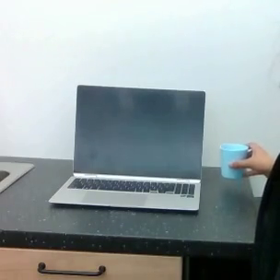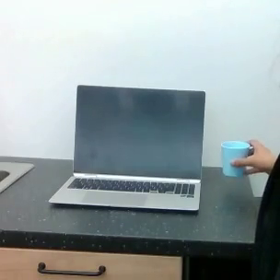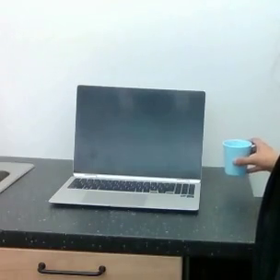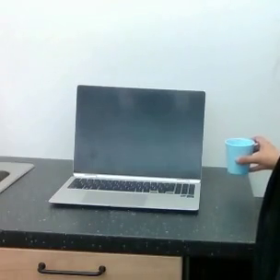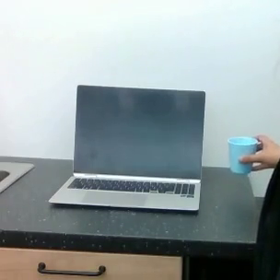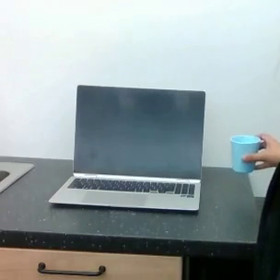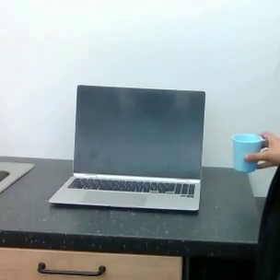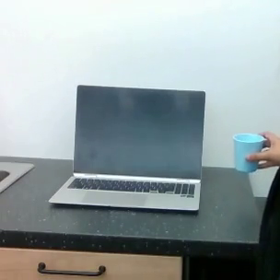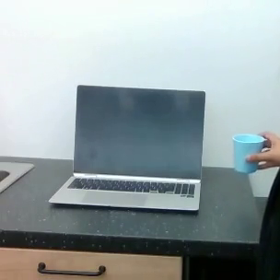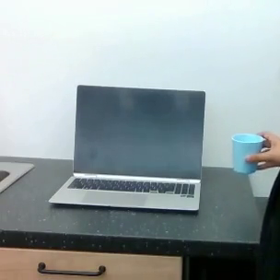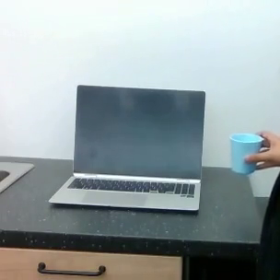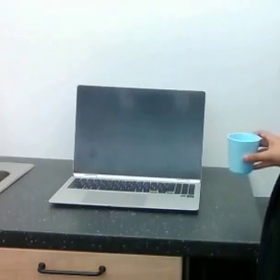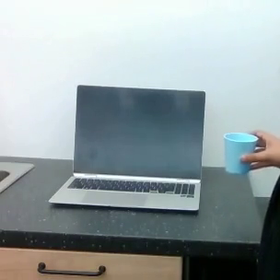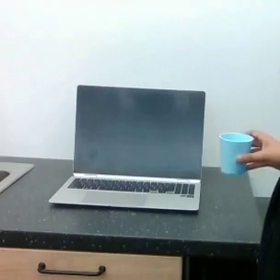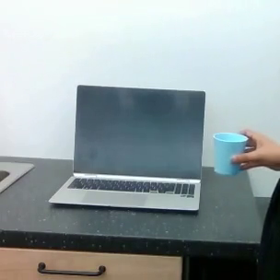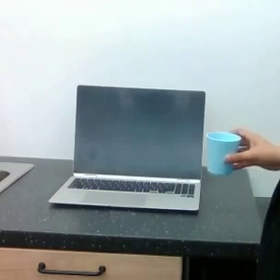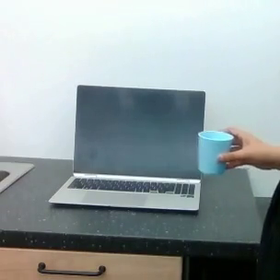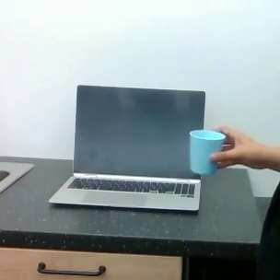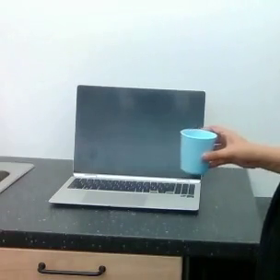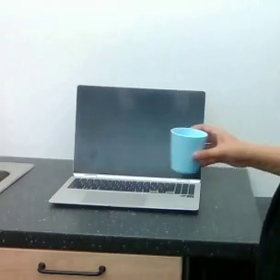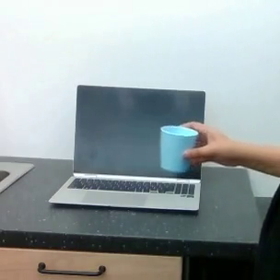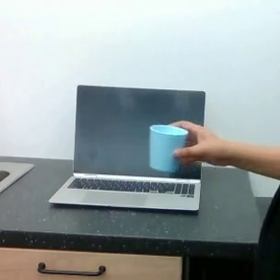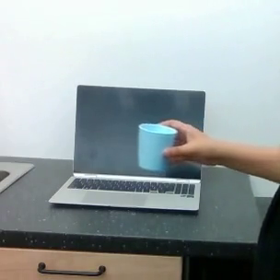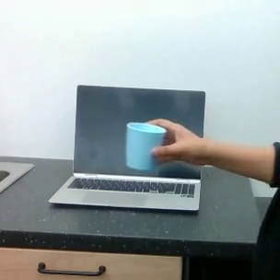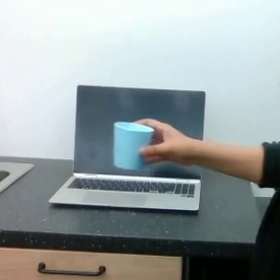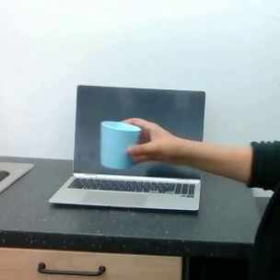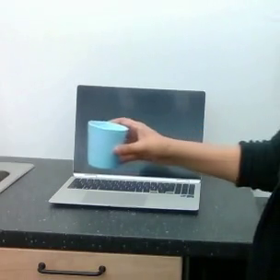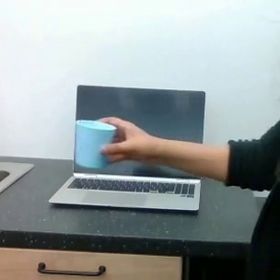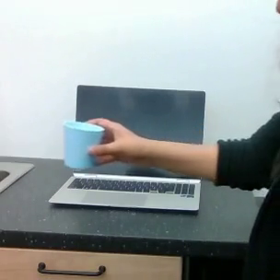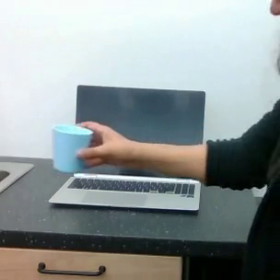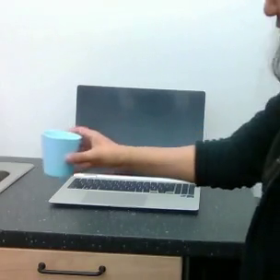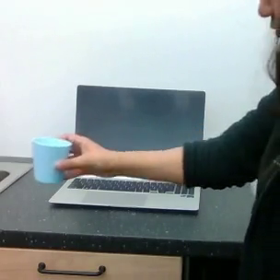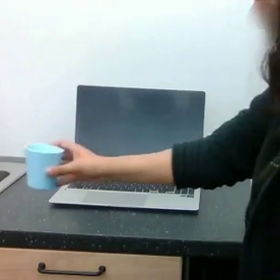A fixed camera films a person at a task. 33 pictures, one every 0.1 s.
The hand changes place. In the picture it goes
to the left.
0.0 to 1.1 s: The hand moves only a little.
1.1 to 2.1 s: The hand goes to the left.
2.1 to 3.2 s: The hand goes to the left.
Task: pick up the cup and place it to the lower left of the laptop.
